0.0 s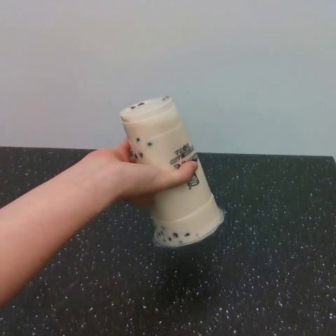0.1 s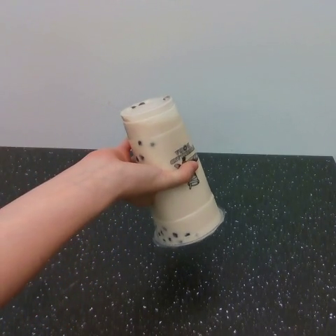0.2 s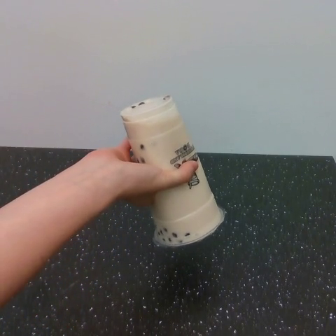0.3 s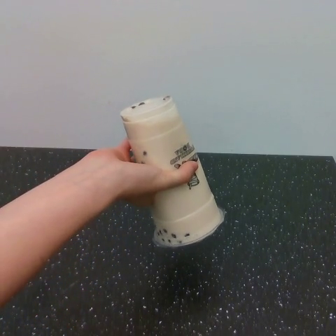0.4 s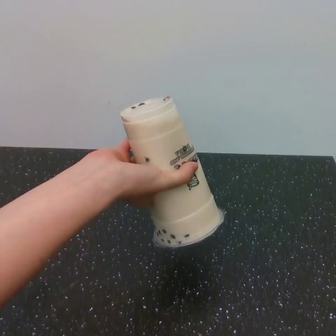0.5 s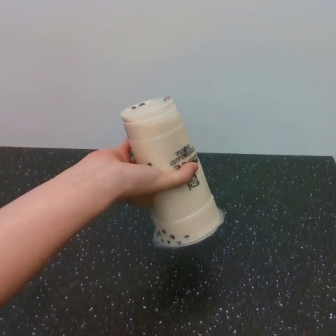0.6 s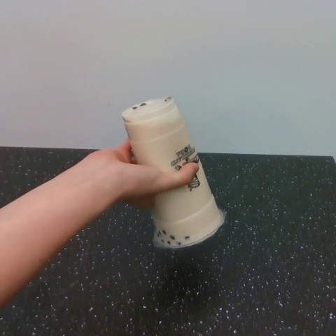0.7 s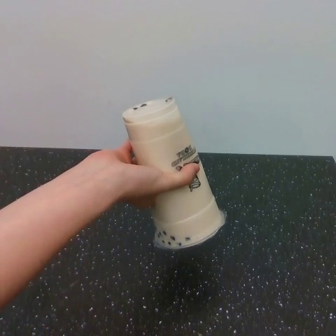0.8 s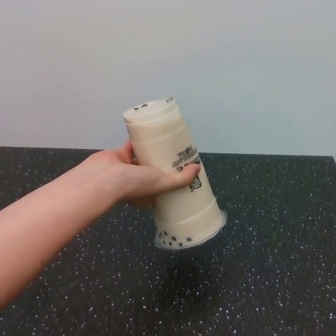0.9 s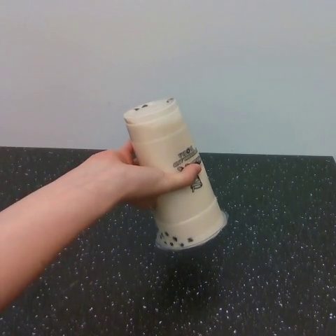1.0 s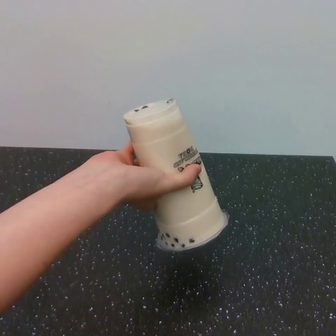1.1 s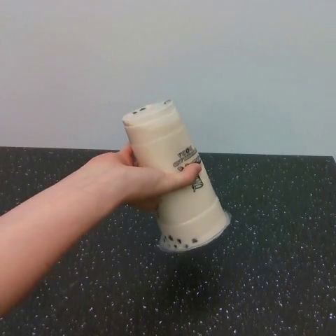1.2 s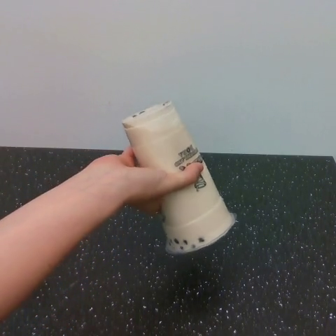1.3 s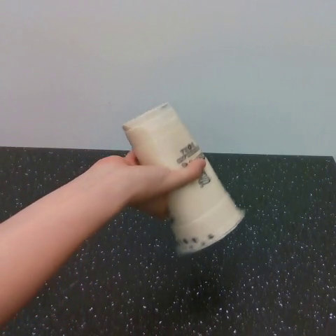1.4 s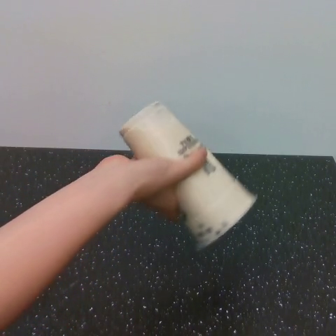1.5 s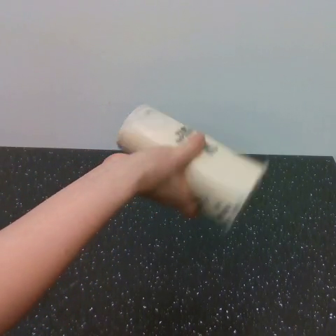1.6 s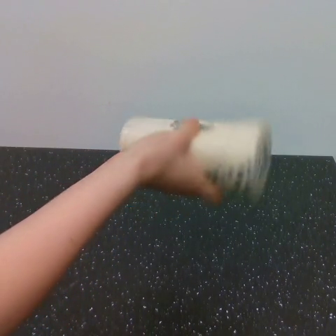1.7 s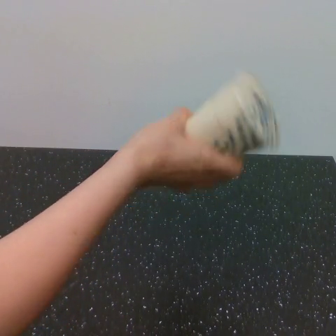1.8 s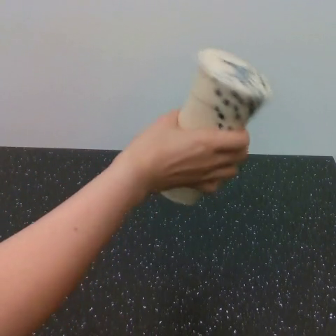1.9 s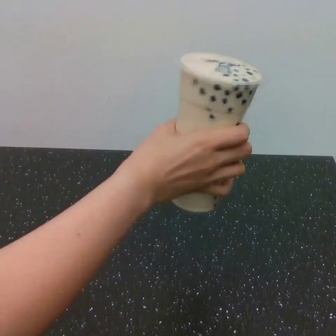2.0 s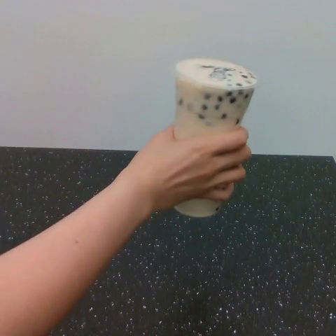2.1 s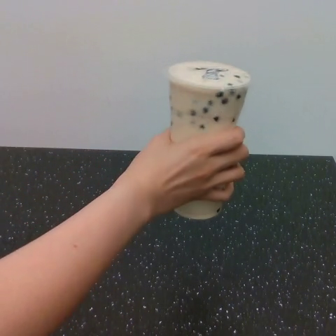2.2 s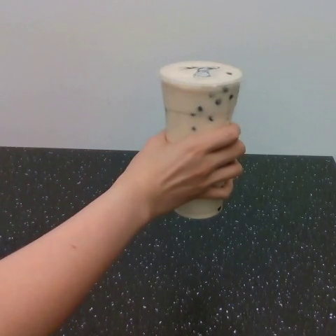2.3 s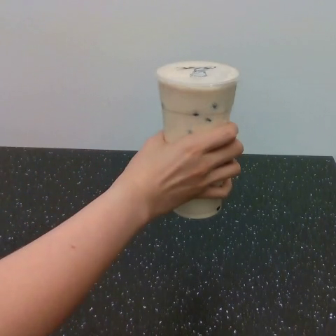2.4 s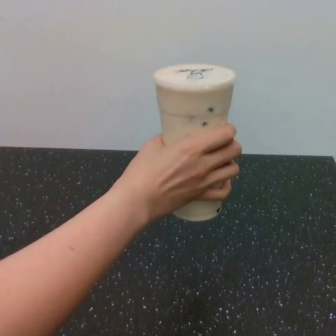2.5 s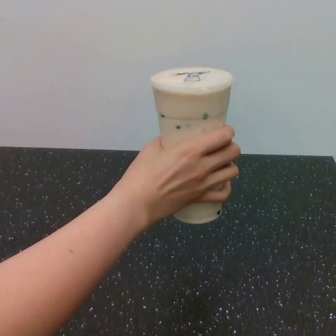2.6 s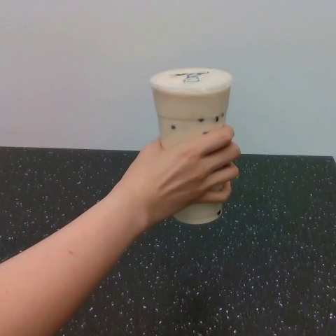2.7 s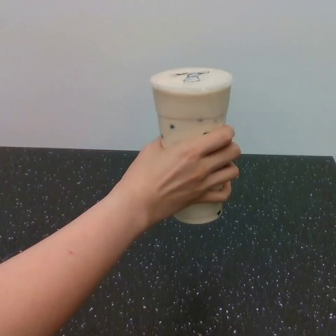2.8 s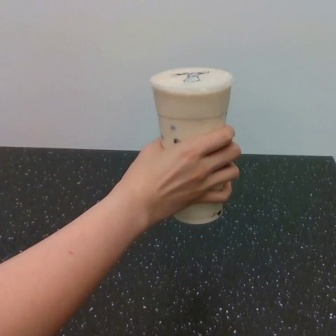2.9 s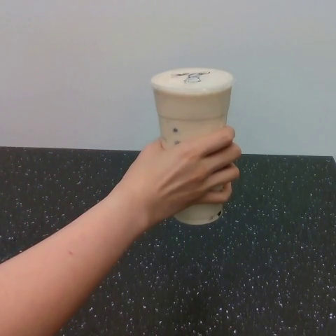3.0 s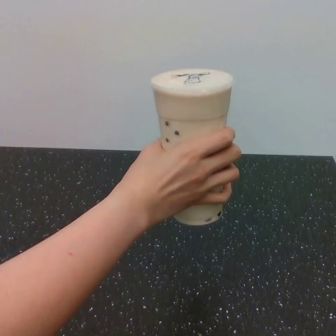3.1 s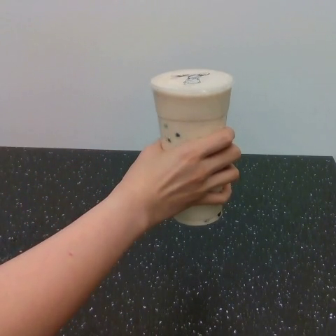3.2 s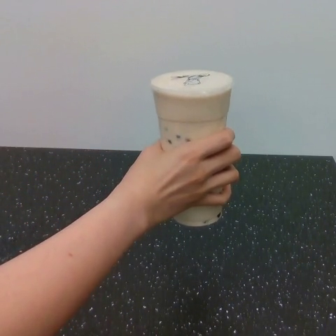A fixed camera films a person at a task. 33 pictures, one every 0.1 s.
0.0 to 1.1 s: The hand moves only a little.
1.1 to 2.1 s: The hand goes to the right.
2.1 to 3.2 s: The hand moves only a little.
Task: shake the boba.
